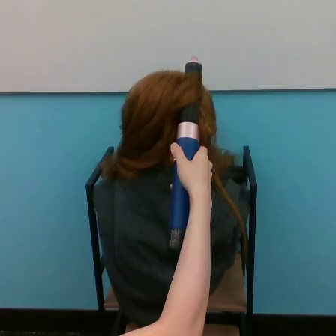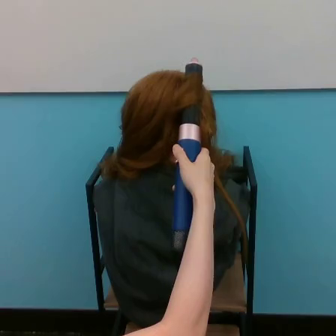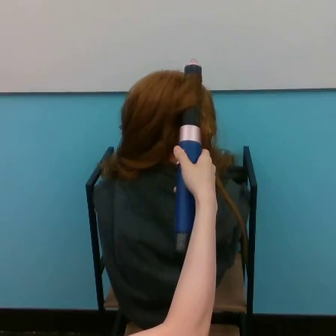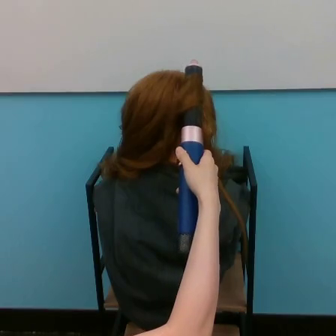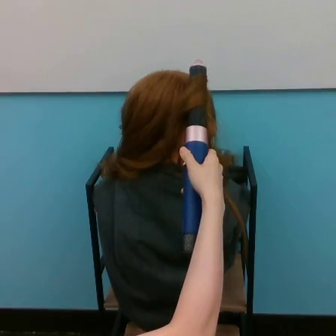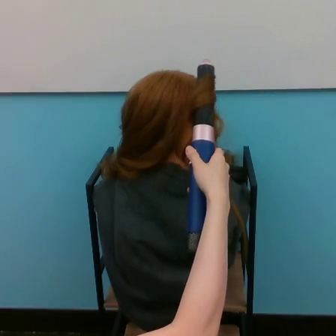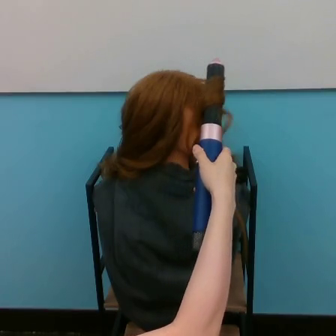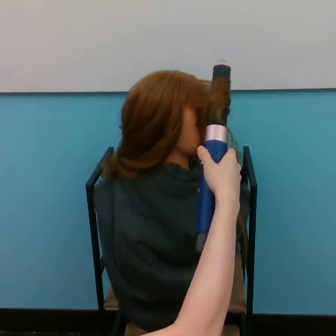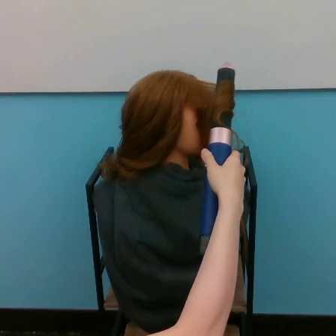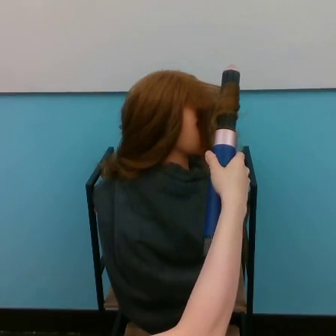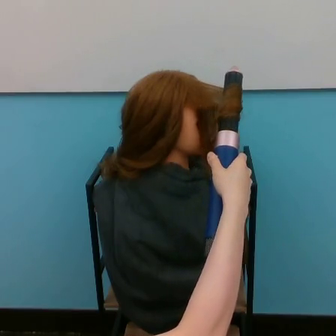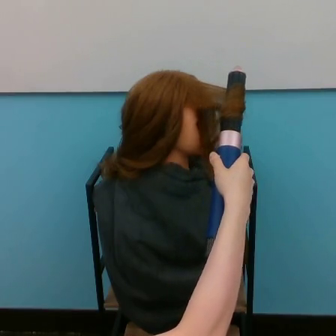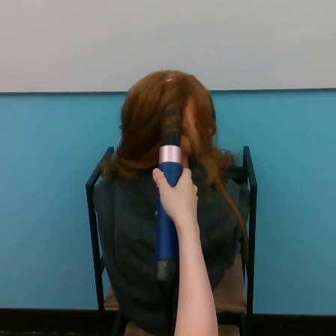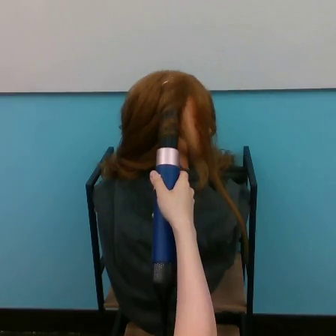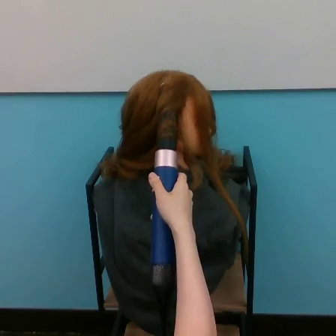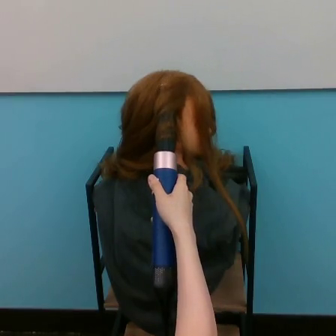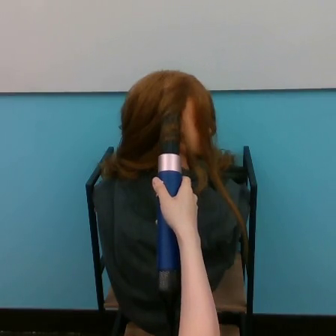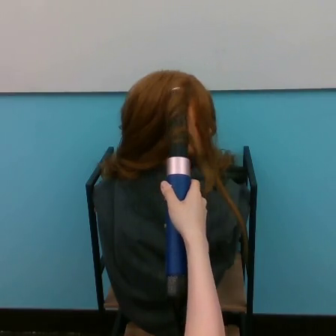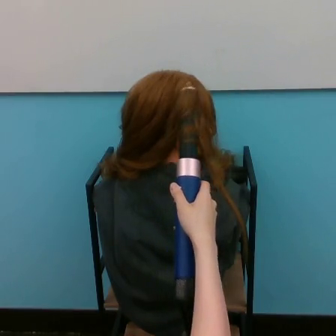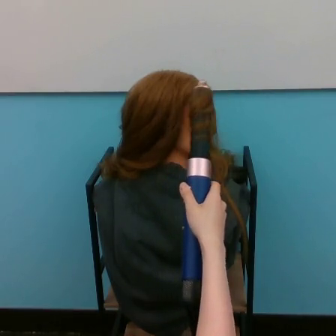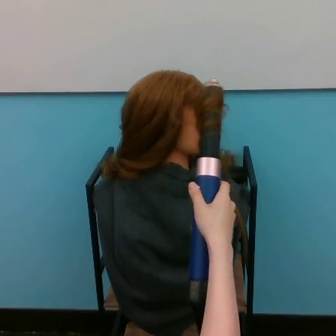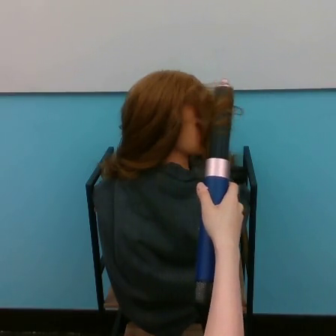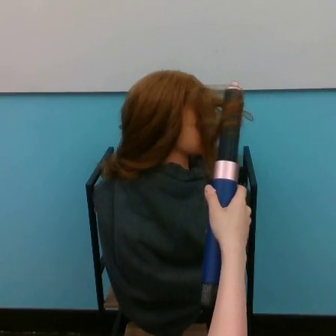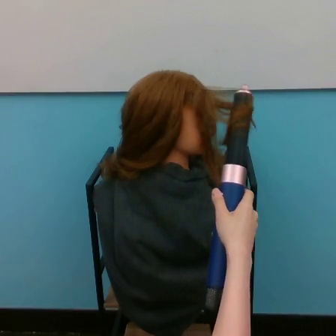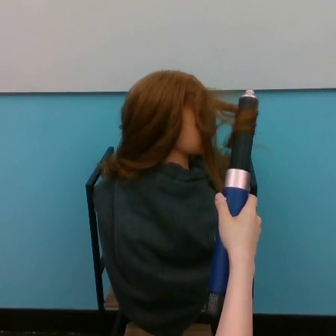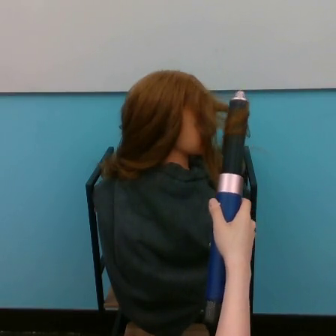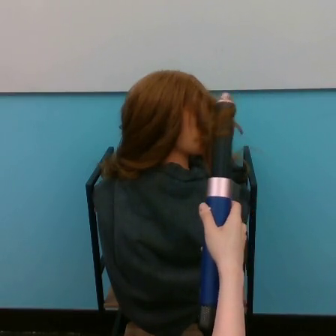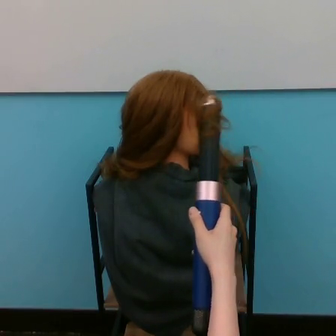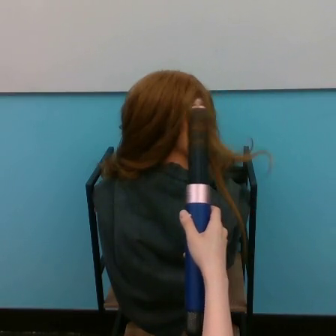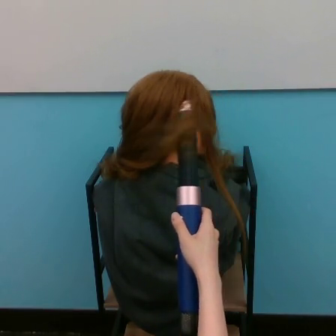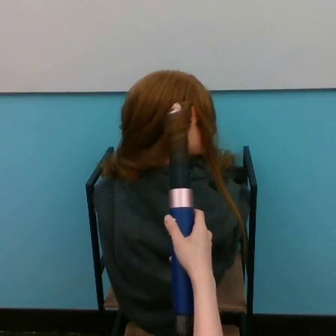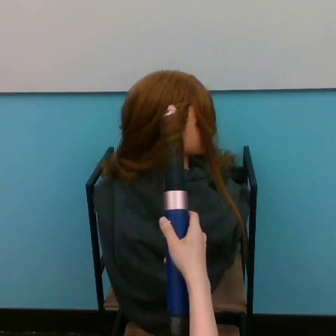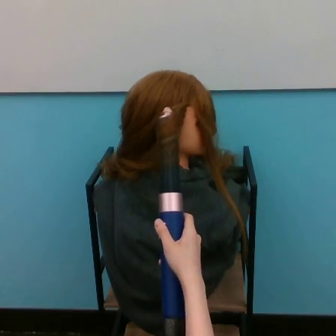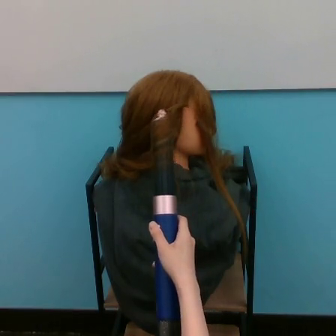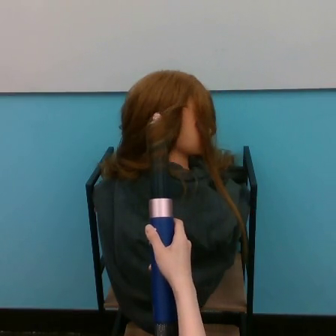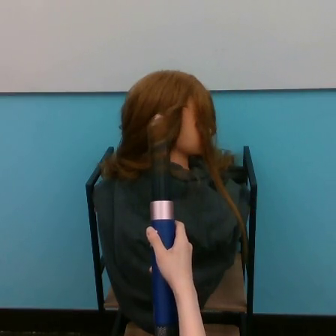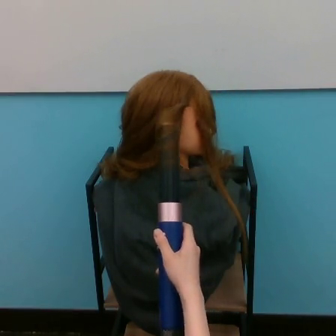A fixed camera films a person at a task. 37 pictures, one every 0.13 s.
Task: curl hair.
Motion: move downward, making horizontal oscillations to the left and to the right.
0.00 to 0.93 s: The hand goes to the right.
0.93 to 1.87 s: The hand goes to the left and downward.
1.87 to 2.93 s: The hand goes to the right.
2.93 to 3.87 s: The hand goes to the left and downward, on a clockwise arc.
3.87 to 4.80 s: The hand goes to the left, on a counterclockwise arc.
